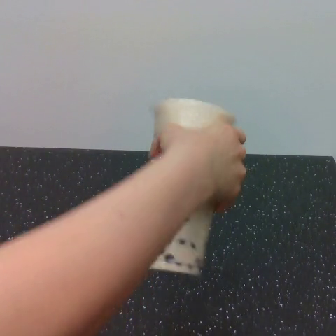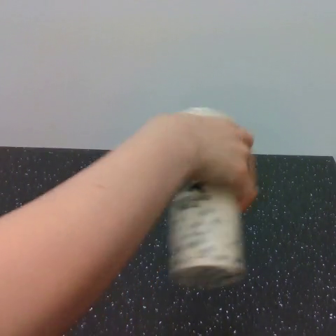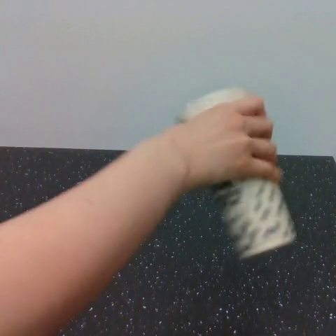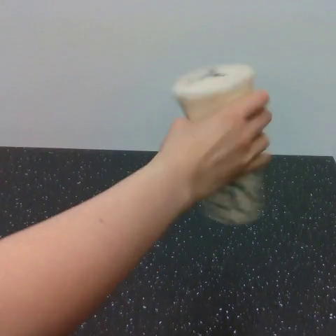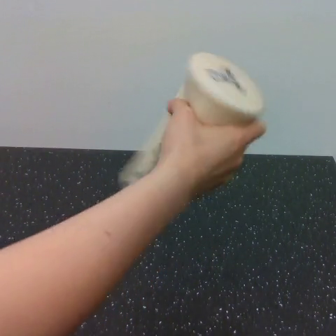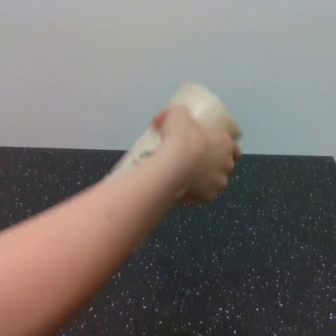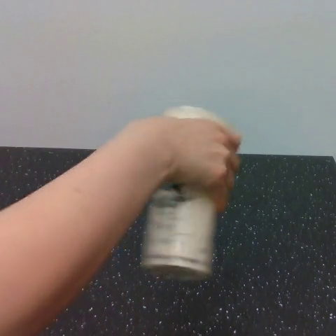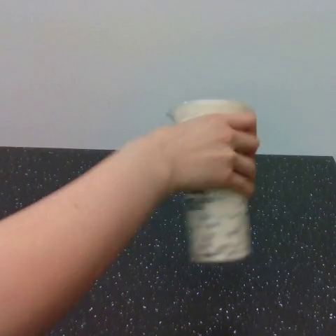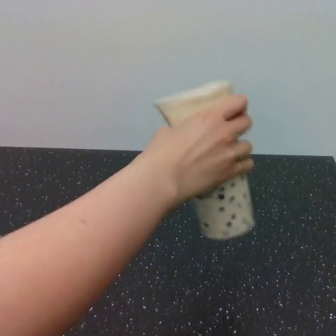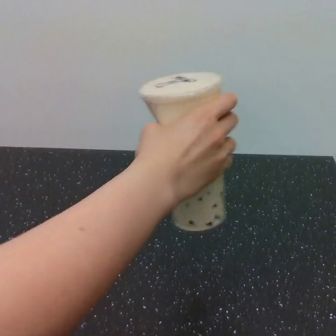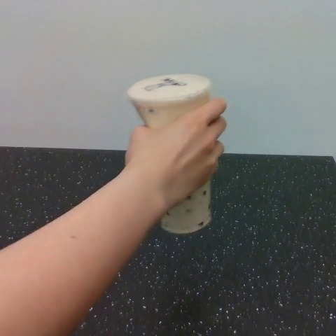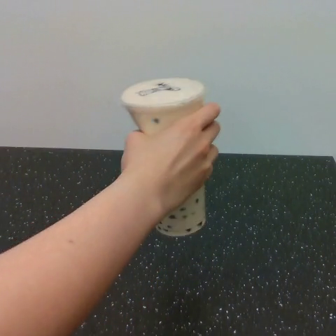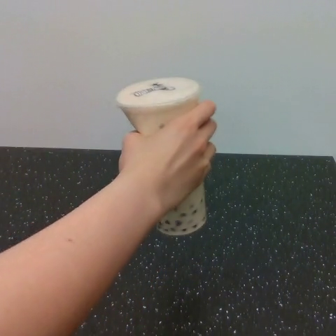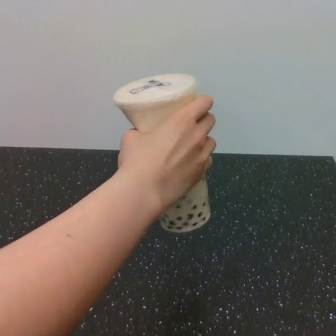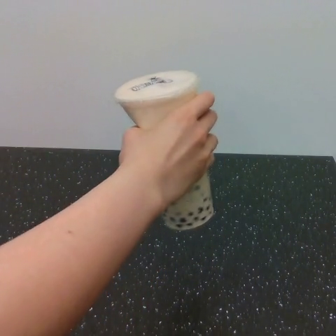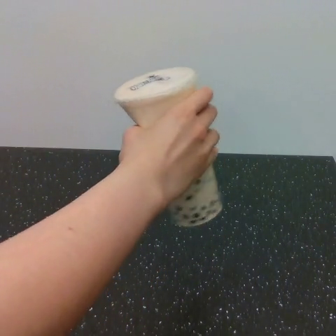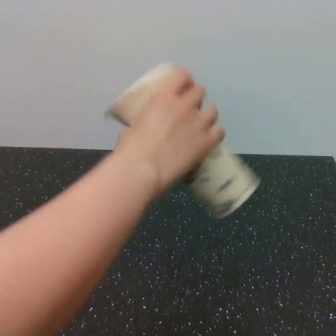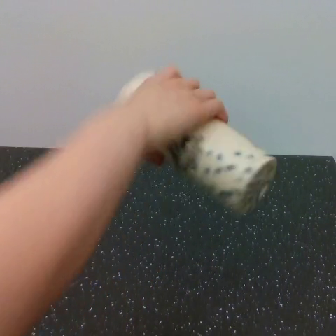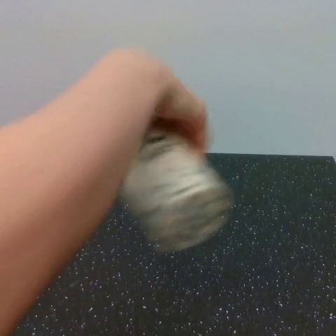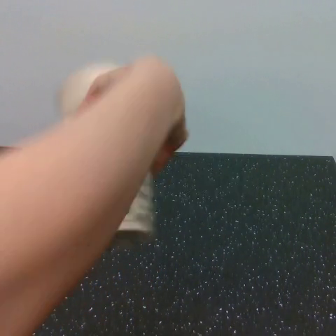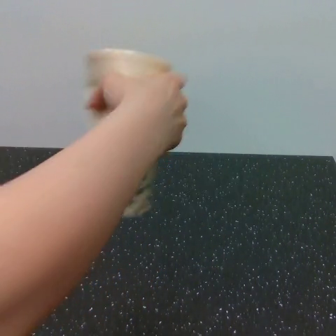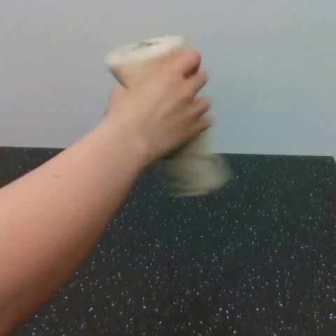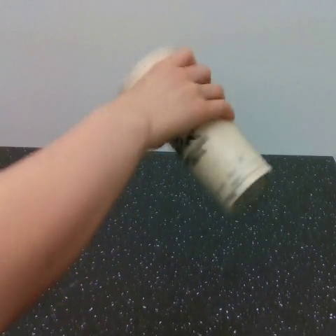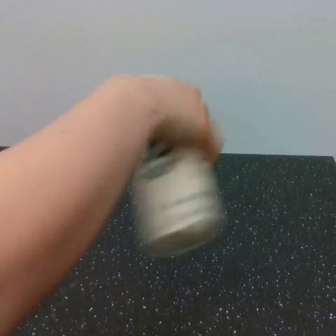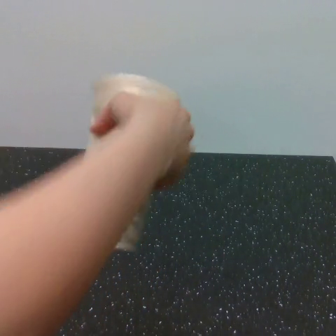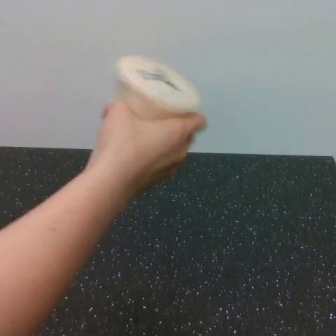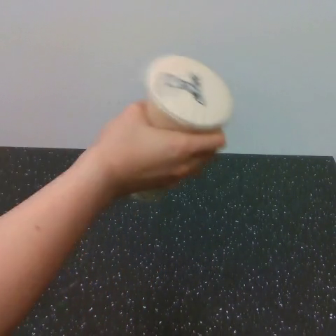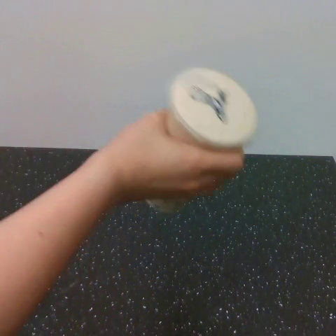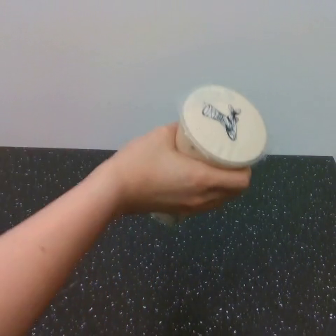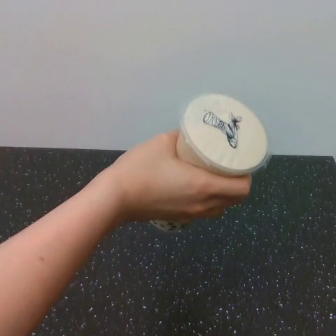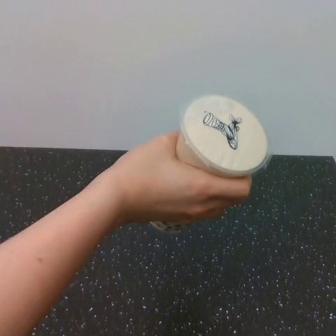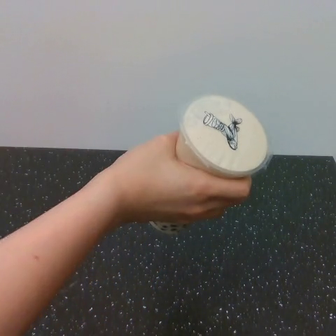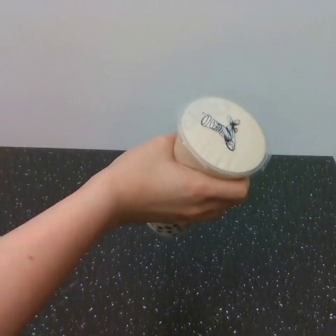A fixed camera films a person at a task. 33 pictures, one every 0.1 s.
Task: shake the boba.
0.0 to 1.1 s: The hand goes to the right and upward, then to the left, on a counterclockwise arc.
1.1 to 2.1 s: The hand goes upward and to the left.
2.1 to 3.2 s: The hand goes downward.
